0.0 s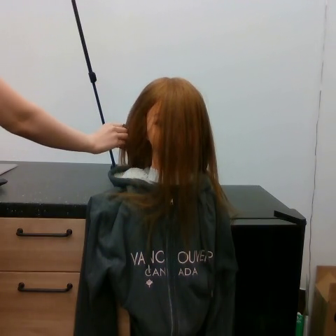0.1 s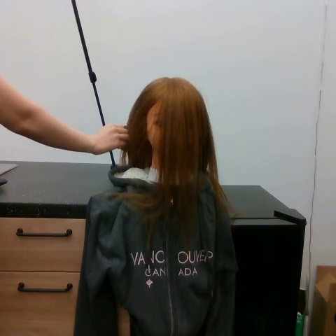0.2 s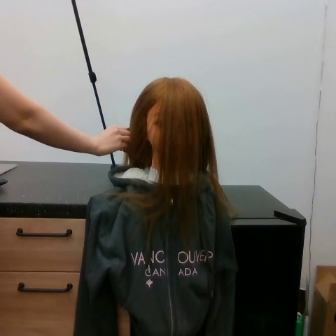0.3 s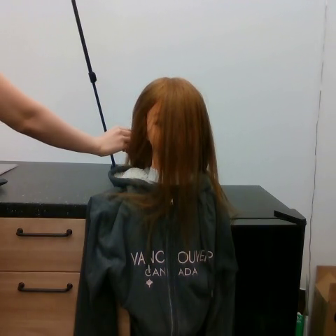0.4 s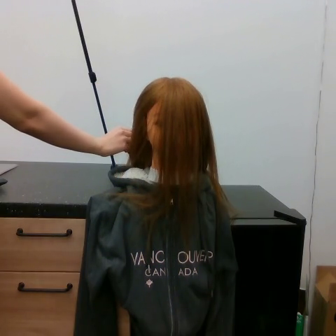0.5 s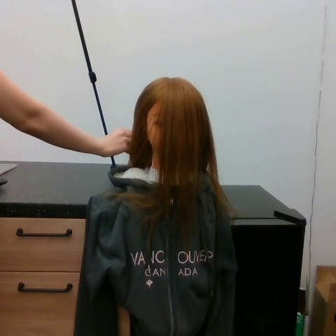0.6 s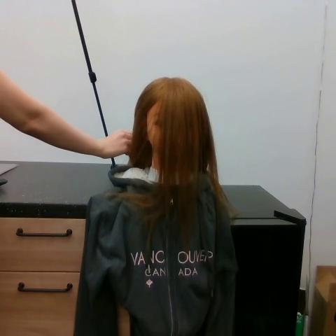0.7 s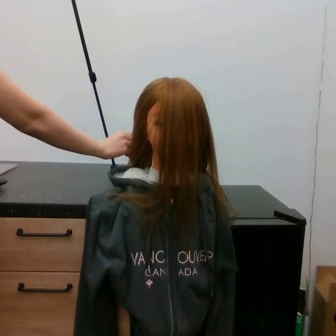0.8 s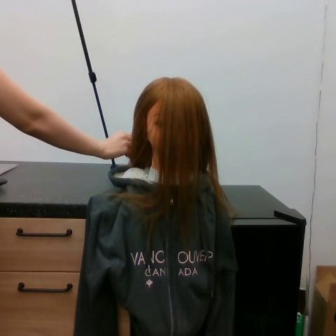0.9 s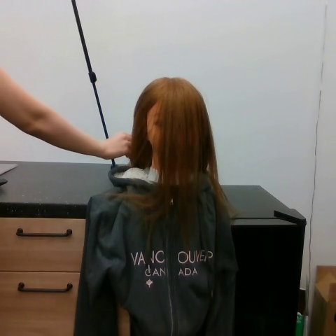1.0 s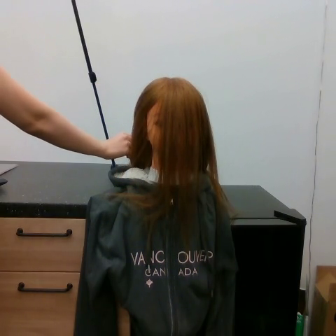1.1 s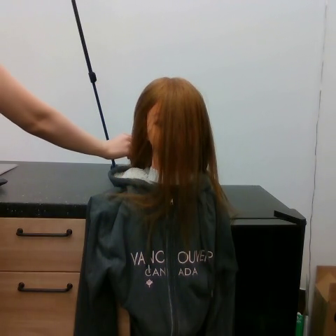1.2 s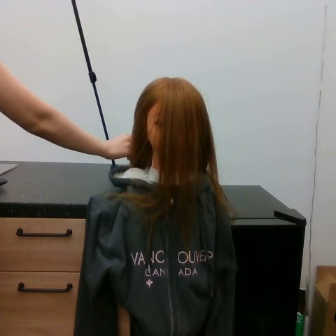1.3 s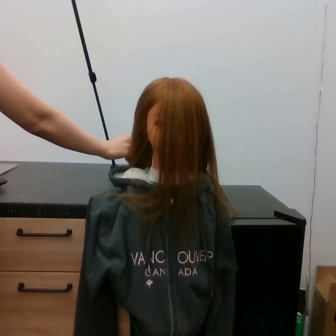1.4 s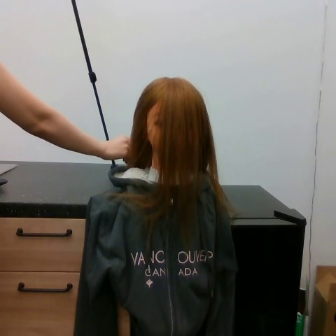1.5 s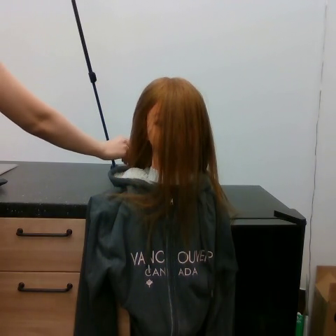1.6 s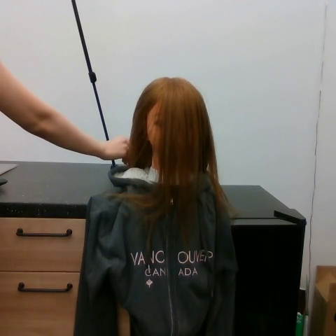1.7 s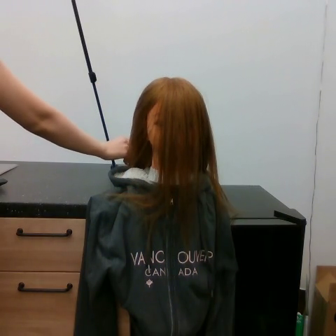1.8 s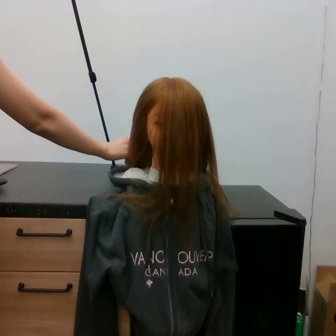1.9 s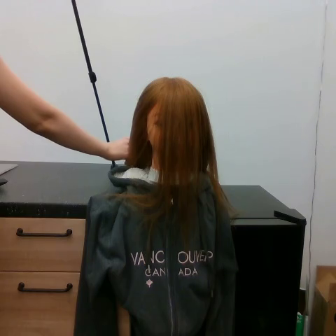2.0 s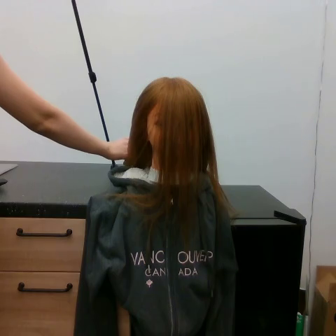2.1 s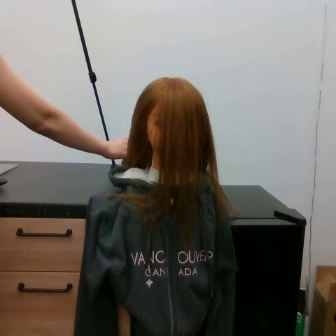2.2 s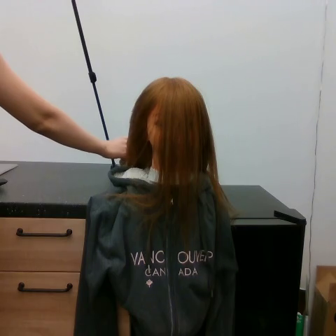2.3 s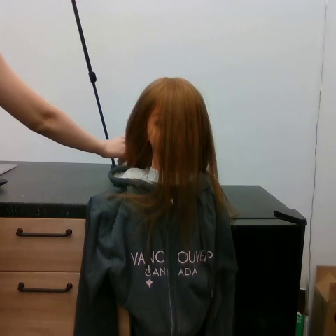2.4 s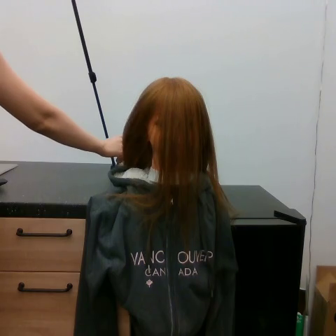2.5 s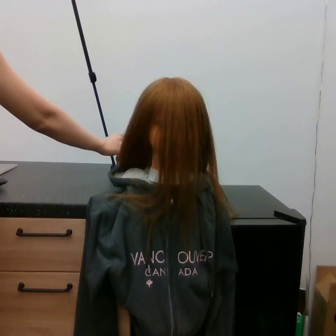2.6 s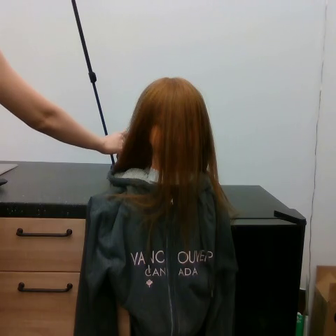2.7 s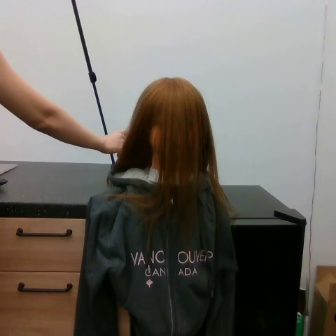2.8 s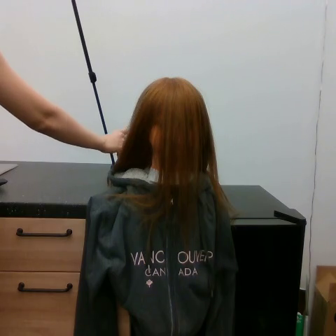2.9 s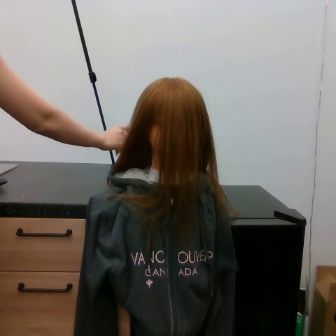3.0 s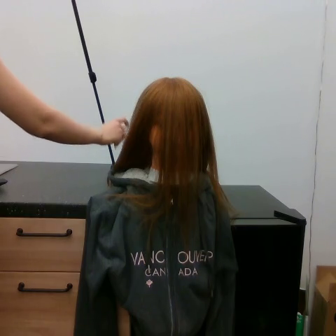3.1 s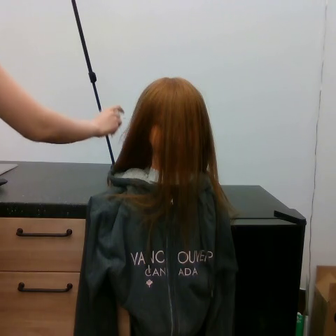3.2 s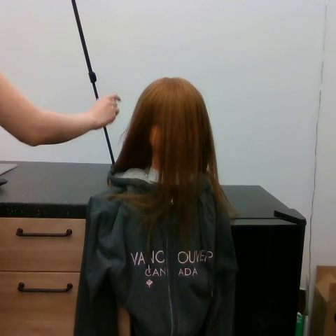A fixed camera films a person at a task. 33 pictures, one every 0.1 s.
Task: part hair.
0.0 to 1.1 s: The hand goes to the right.
1.1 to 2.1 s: The hand stays where it is.
2.1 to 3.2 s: The hand goes upward and to the left.
